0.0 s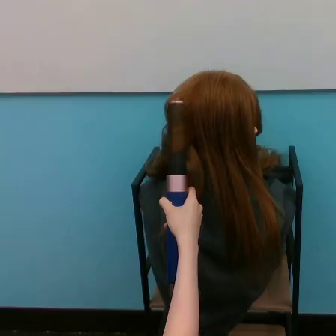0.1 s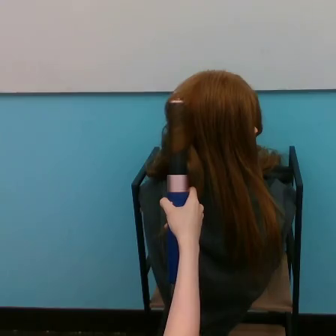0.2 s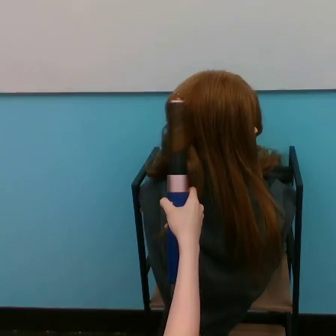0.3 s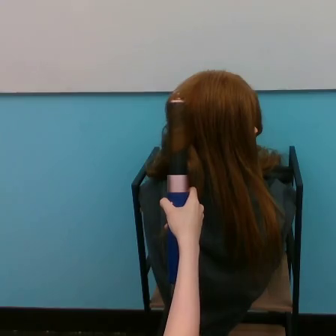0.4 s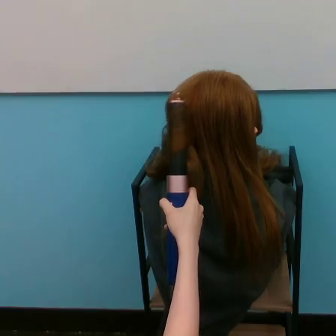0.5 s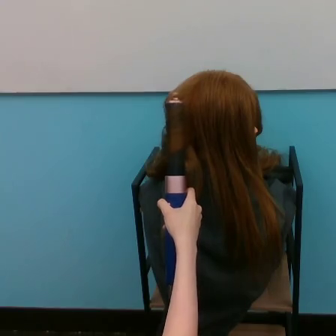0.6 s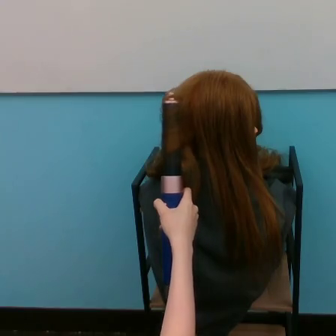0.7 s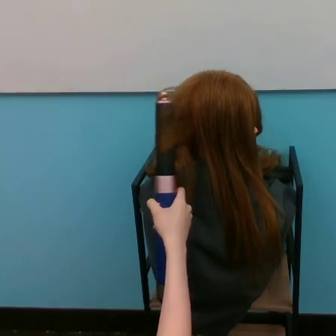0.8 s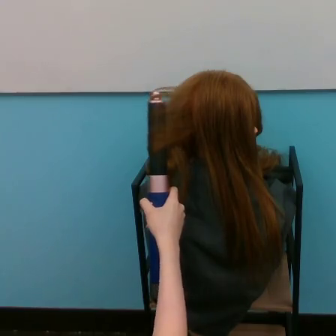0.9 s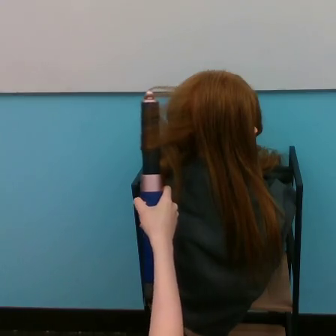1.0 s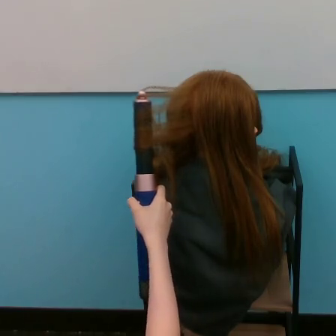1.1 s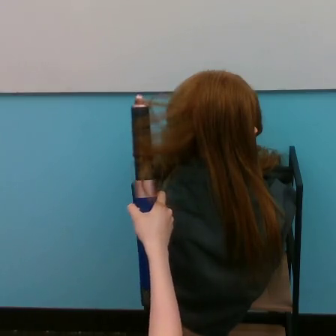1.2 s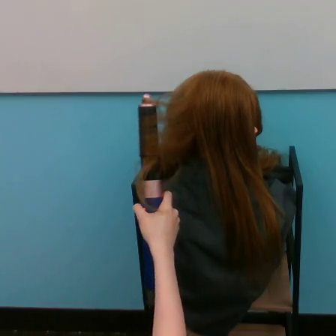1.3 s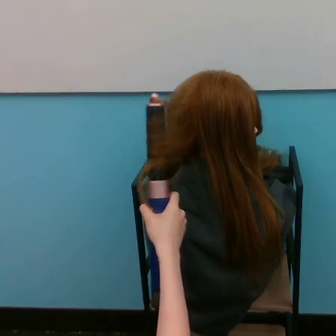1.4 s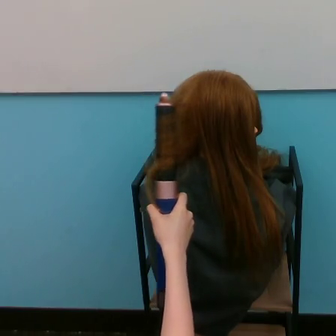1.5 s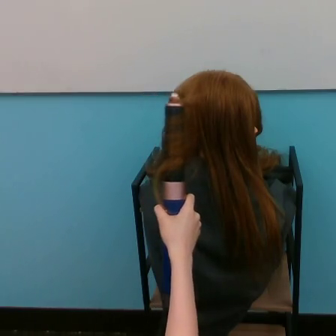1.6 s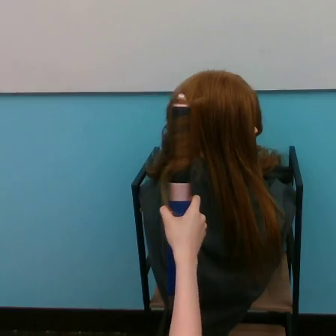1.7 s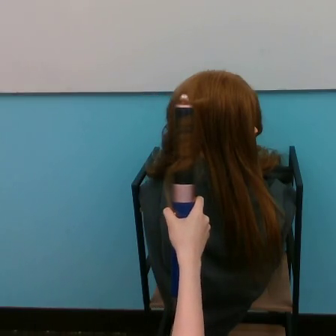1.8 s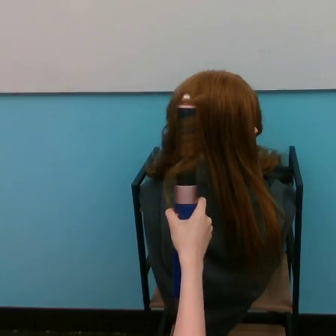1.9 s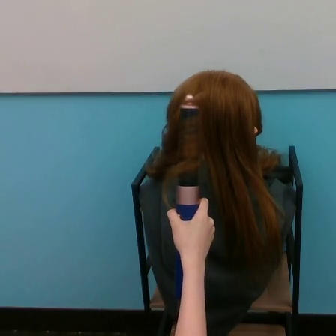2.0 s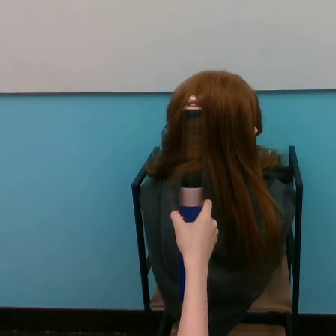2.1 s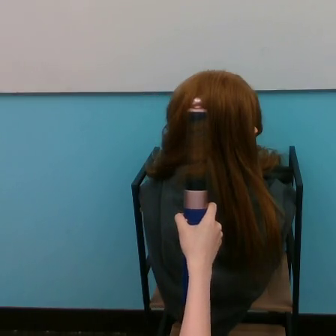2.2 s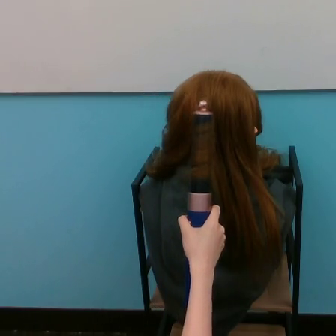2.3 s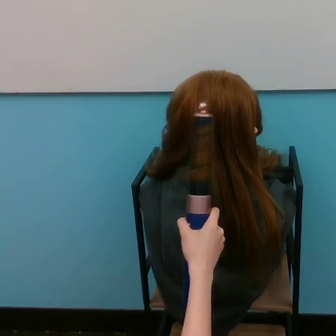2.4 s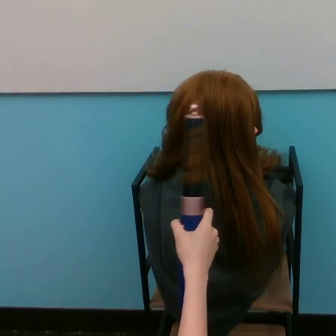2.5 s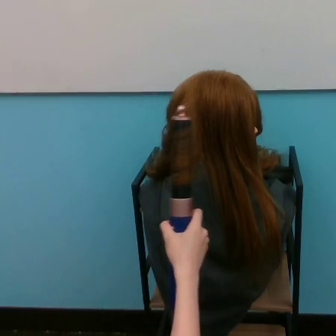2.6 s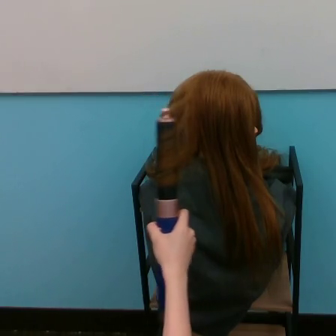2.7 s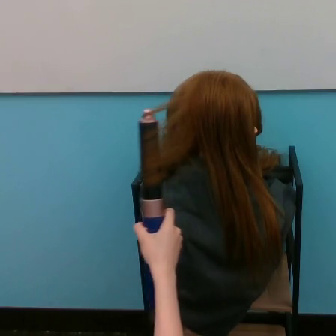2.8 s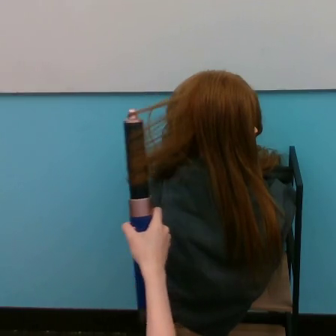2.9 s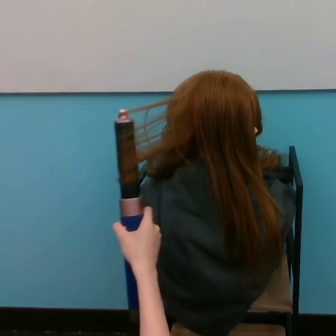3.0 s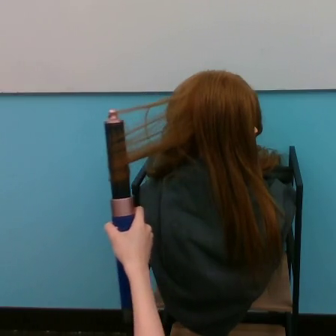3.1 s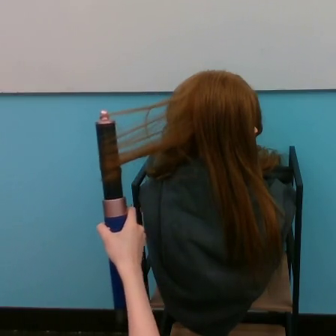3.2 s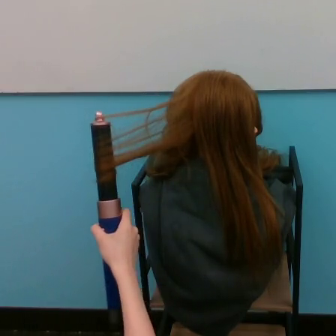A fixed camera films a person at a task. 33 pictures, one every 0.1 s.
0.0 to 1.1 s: The hand goes to the left.
1.1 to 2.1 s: The hand goes to the right.
2.1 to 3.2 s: The hand goes to the left.
Task: curl hair.
